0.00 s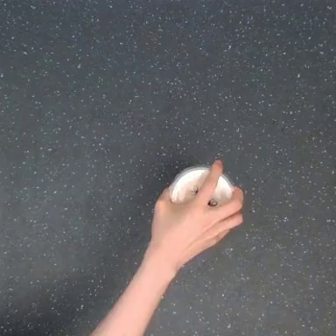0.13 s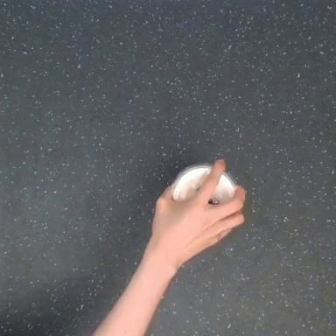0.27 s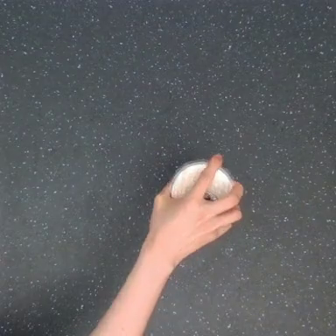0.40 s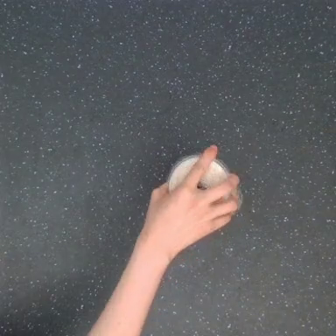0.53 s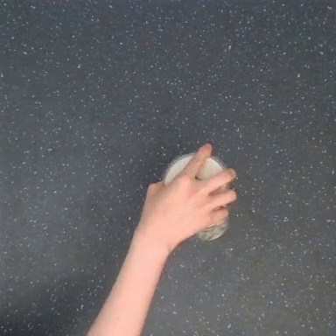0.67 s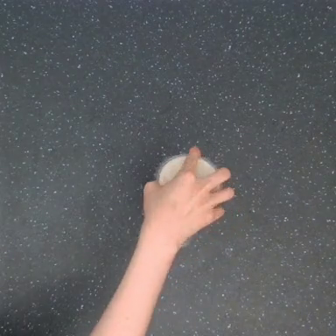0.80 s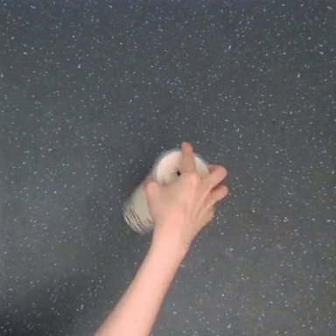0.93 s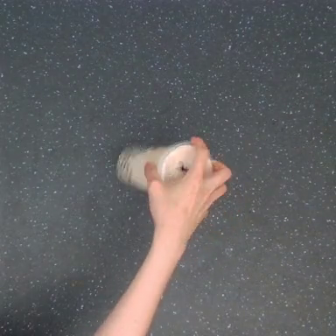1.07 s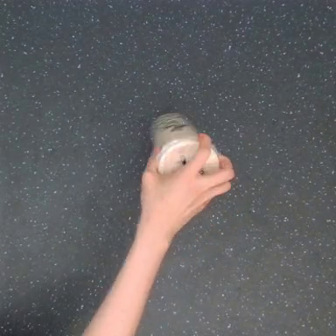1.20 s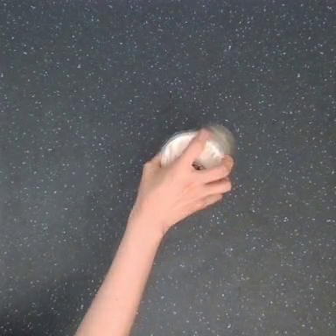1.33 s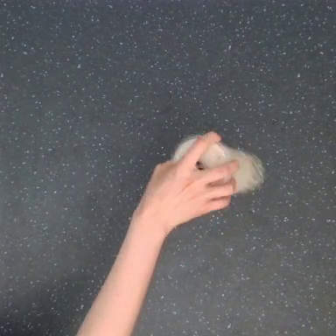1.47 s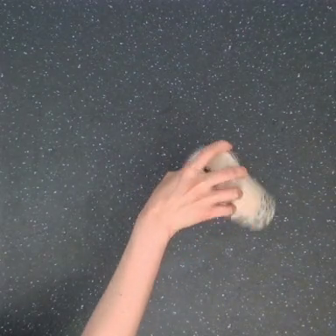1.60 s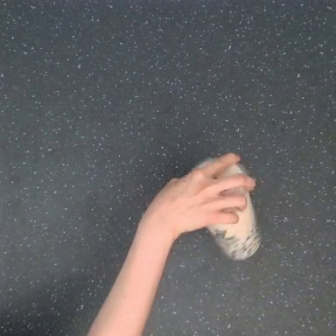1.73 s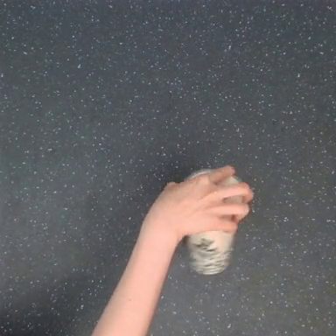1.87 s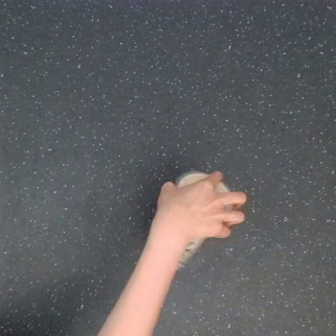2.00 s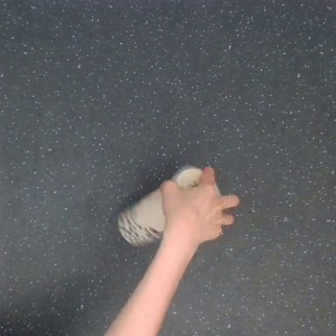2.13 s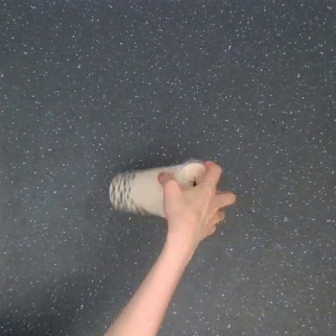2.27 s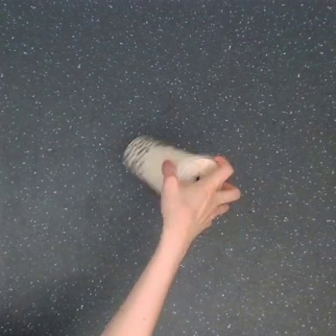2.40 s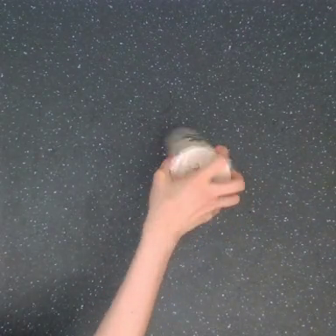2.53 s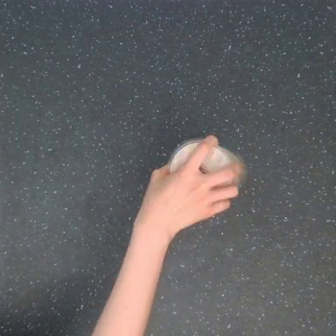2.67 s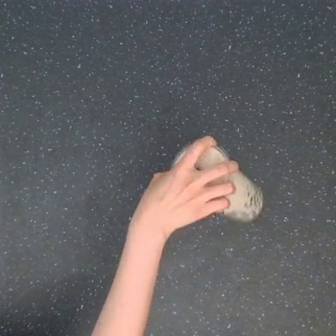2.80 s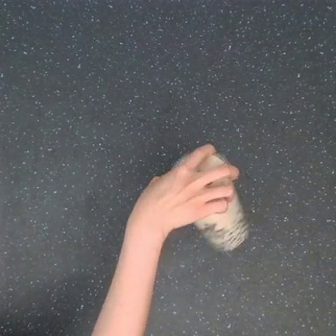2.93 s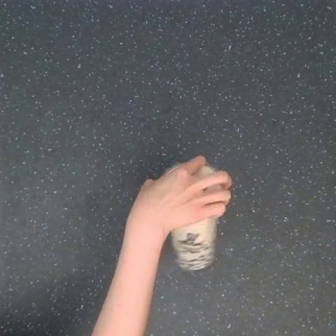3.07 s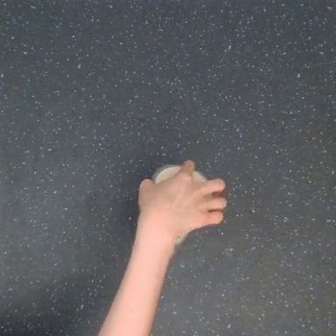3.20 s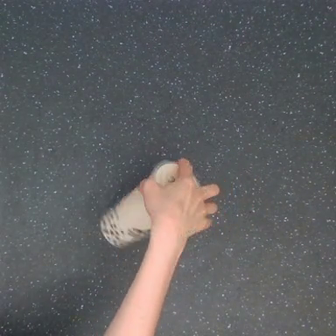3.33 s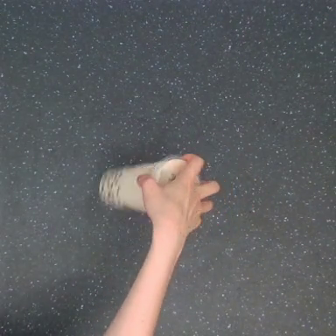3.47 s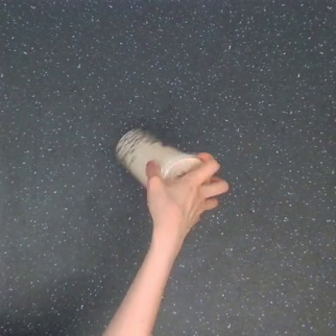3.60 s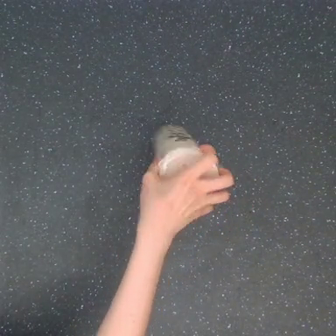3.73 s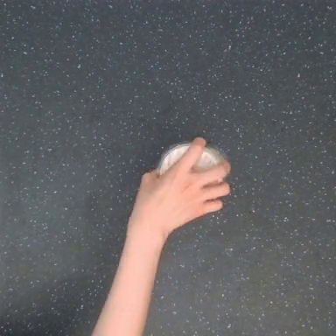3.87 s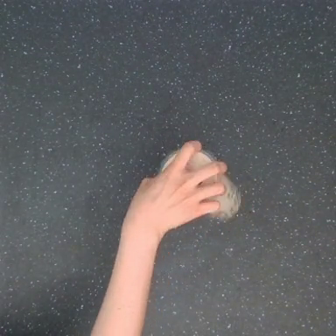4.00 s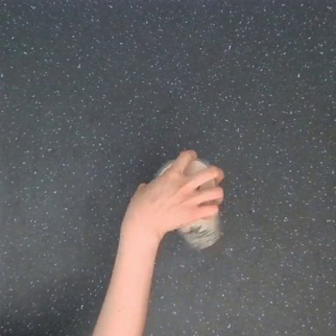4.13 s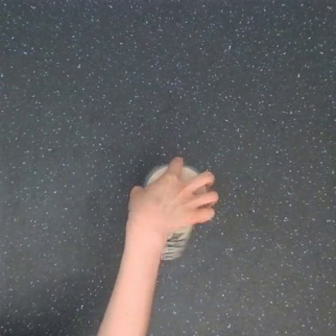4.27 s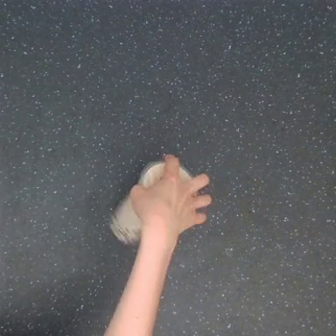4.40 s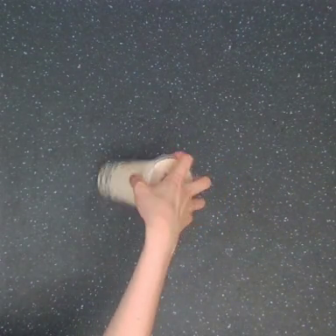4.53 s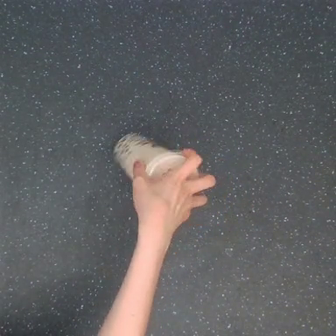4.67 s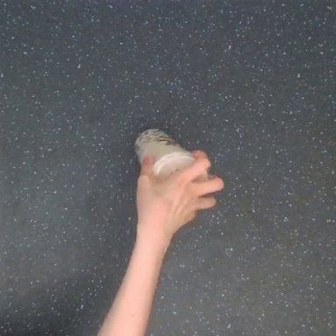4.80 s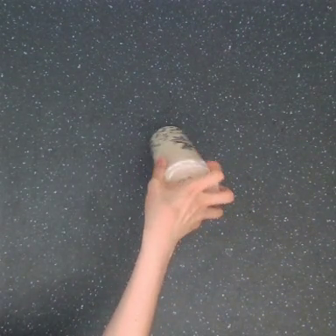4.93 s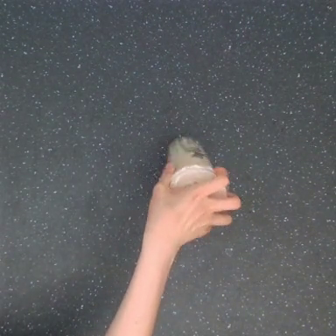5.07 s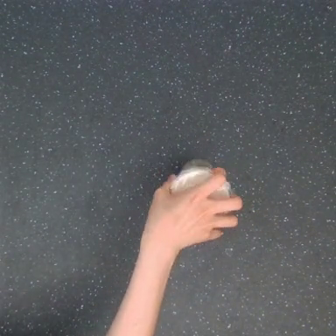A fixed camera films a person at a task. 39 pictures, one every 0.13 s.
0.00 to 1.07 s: The hand goes upward.
1.07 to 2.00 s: The hand goes downward and to the right, on a clockwise arc.
2.00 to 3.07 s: The hand goes upward, then downward.
3.07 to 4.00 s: The hand moves only a little.
4.00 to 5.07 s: The hand goes downward.
Task: shake the boba.
Motion: make 3 circular motions clockwise, holding the lid.
